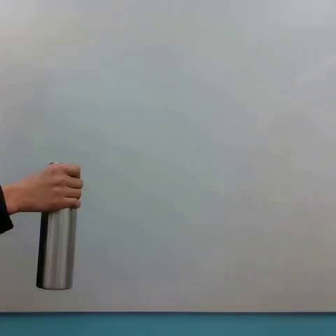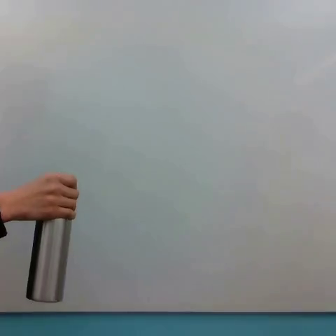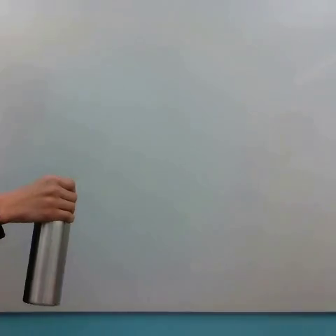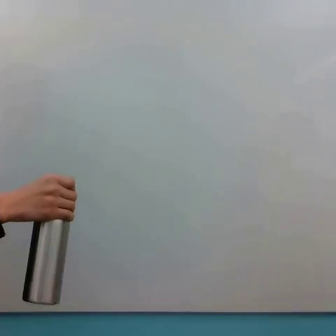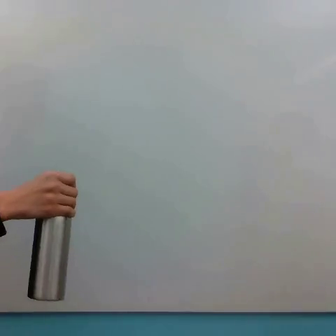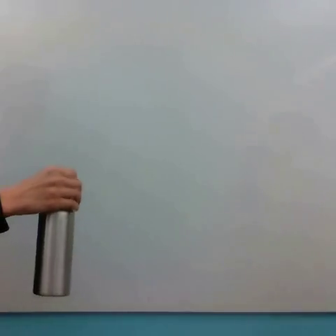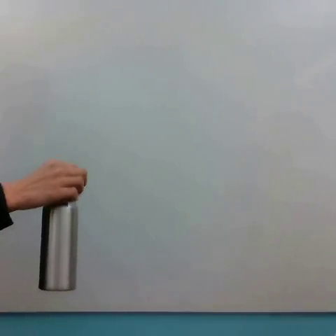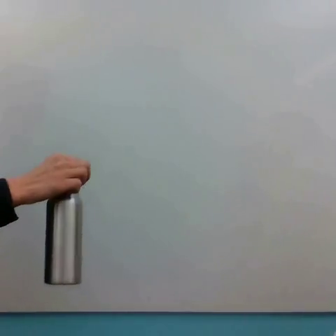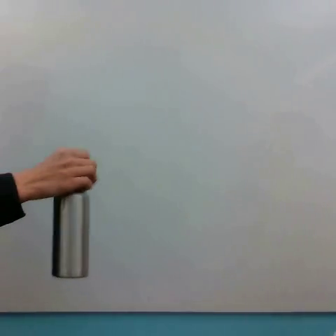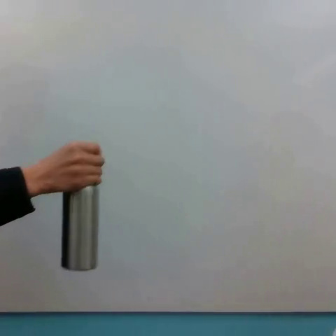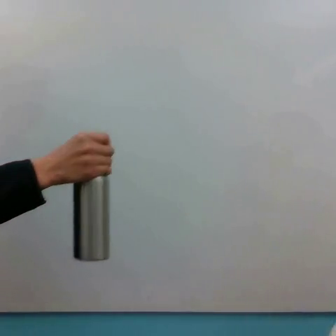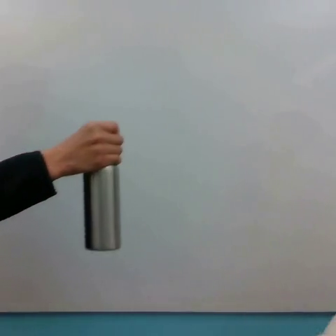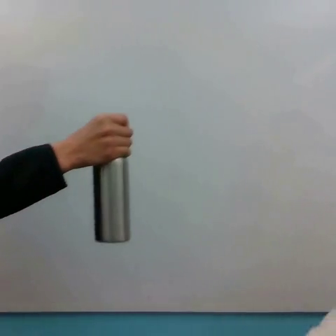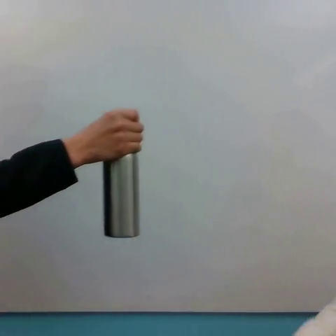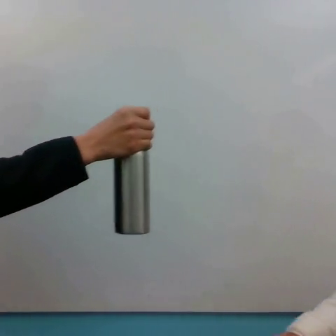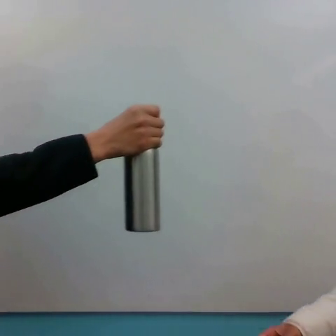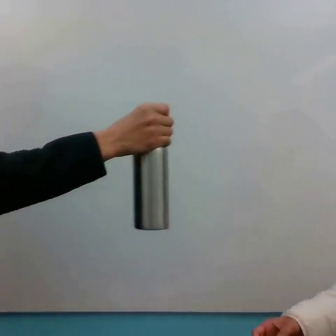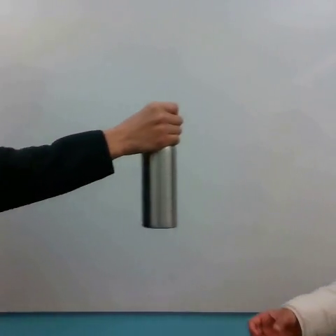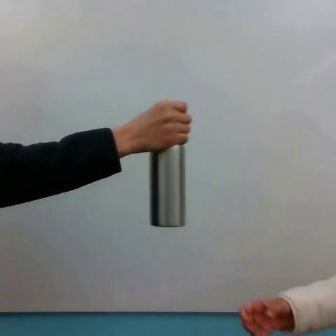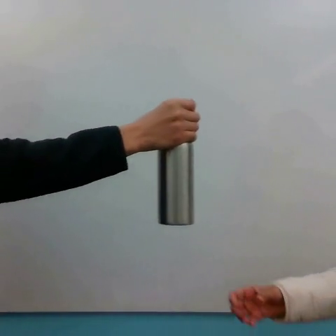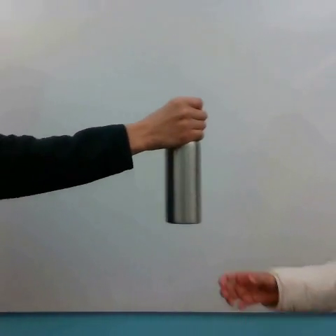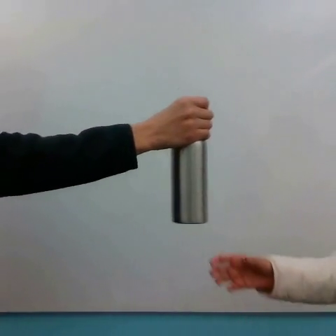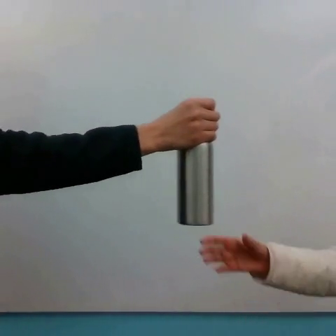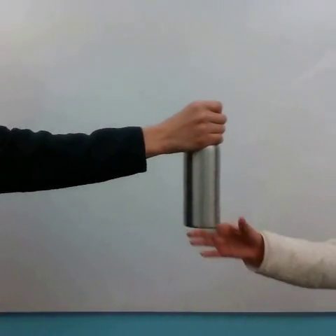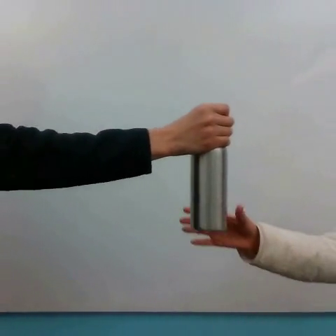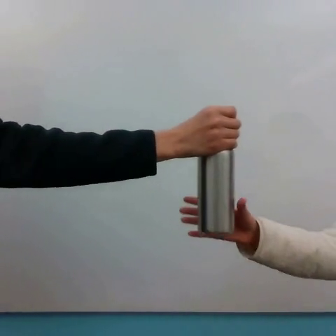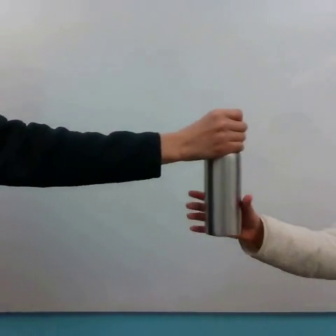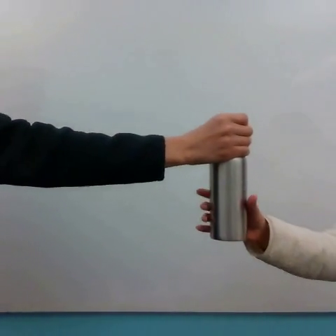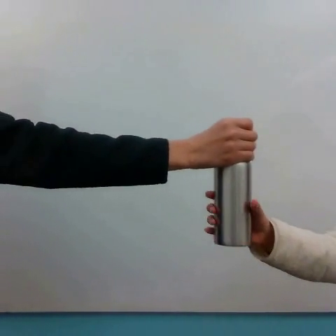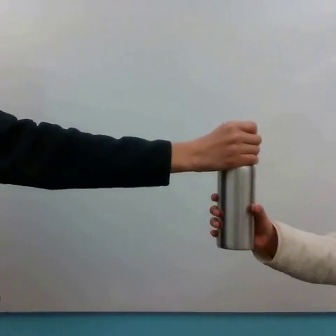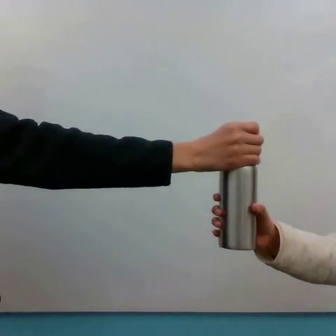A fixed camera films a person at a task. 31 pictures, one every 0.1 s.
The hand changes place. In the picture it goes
to the right.
0.0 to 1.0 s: The hand goes upward and to the right.
1.0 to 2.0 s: The hand goes to the right.
2.0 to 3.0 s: The hand goes to the right and downward.
Task: handover bottle.
Motion: move upward and to the right following a concave curve.
